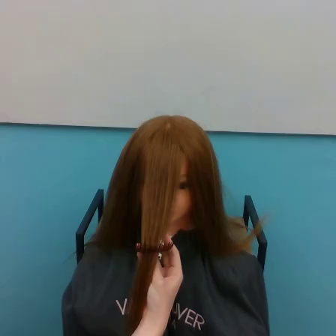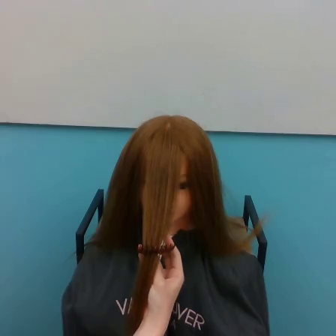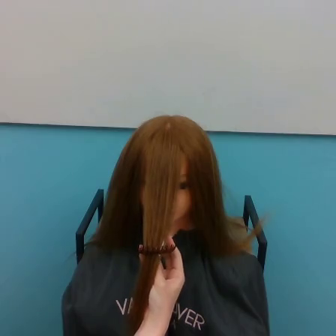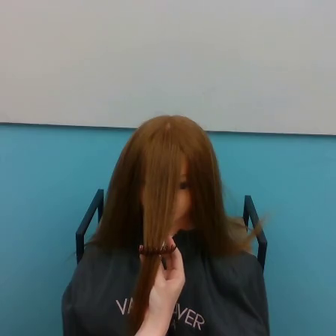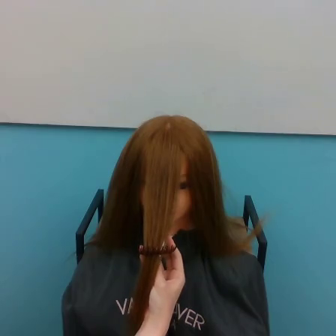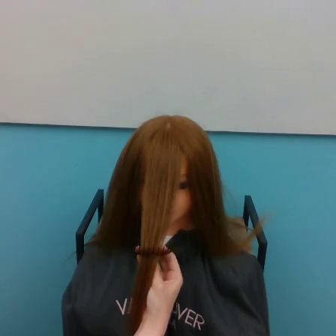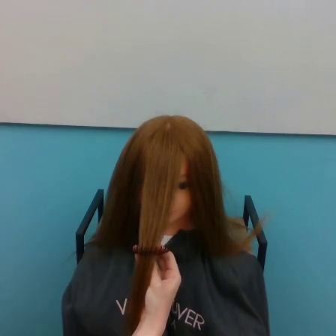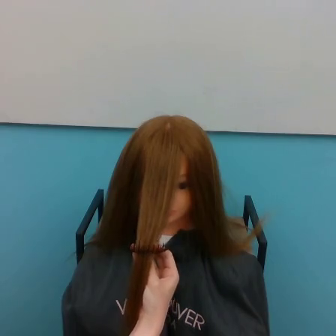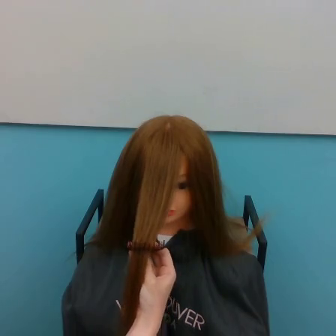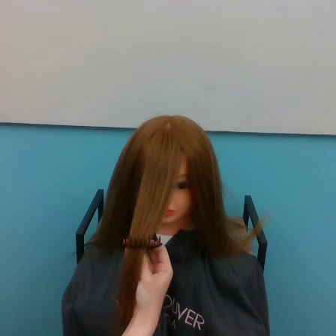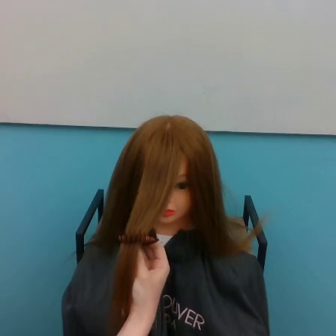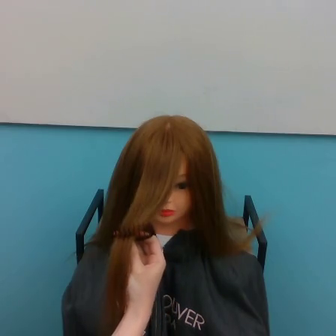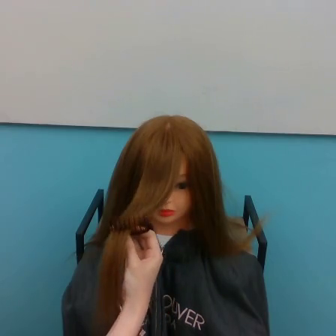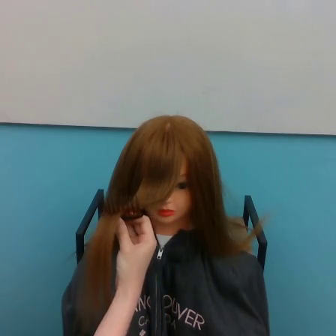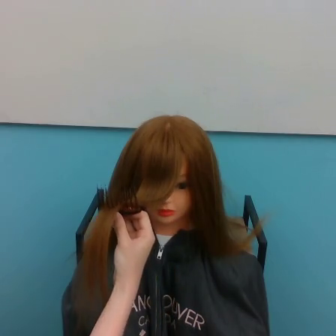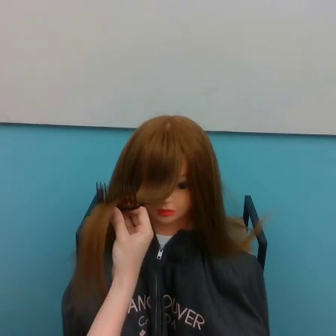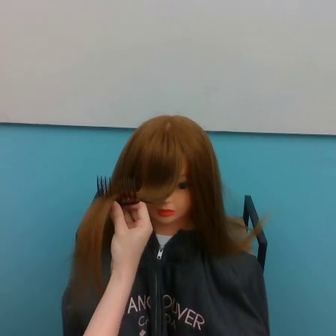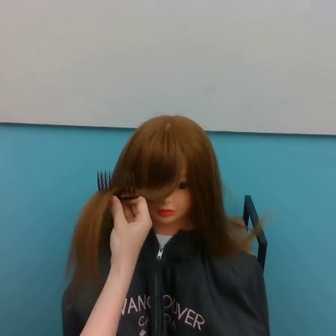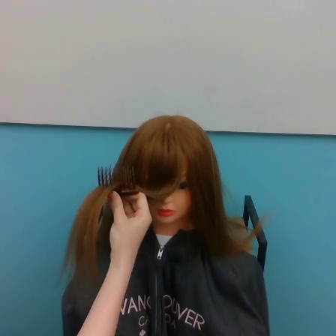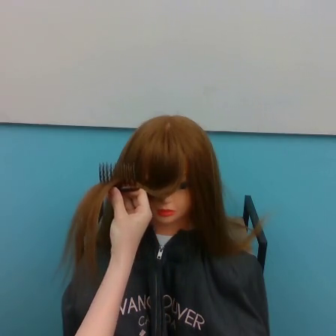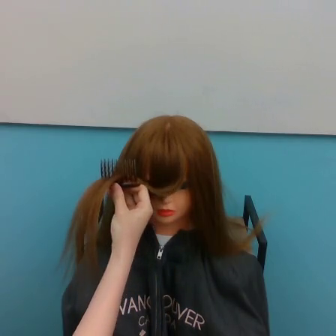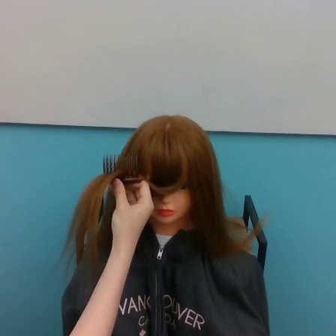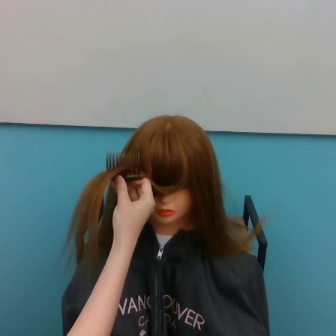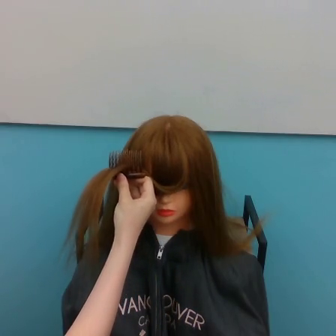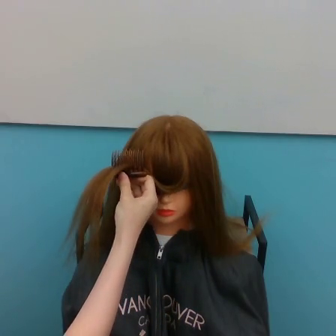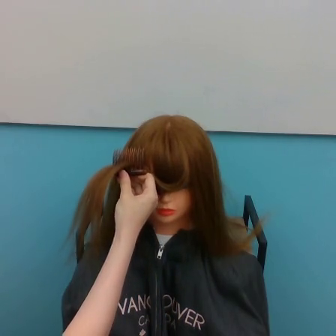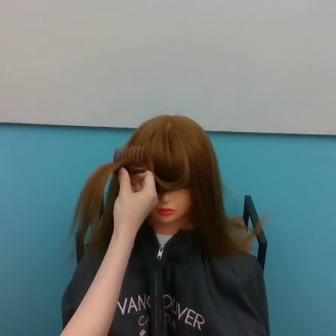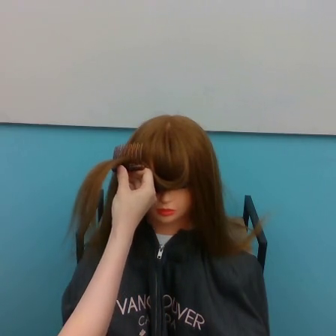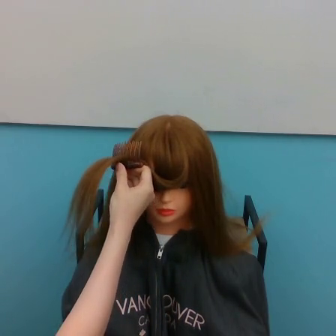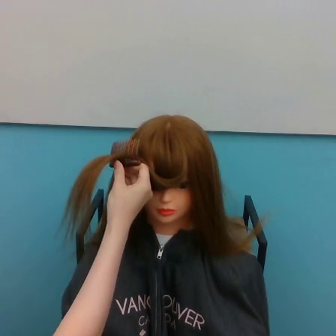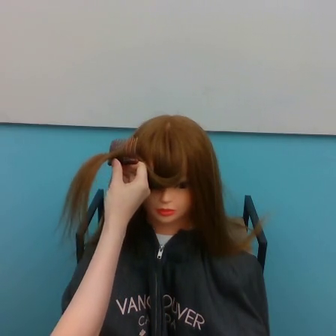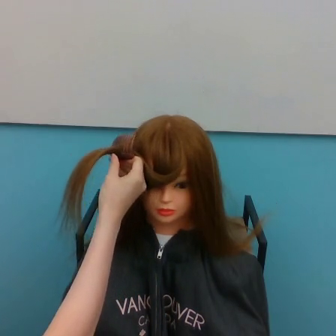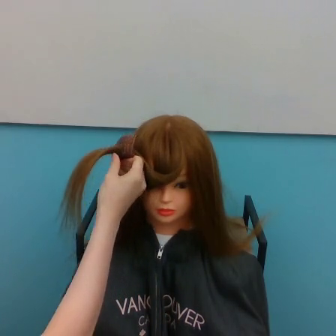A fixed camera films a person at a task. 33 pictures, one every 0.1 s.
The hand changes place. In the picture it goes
upward.
0.0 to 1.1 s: The hand goes to the left.
1.1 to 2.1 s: The hand goes upward.
2.1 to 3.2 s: The hand goes upward.
Task: tidy front hair.
